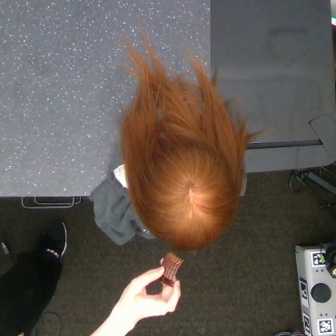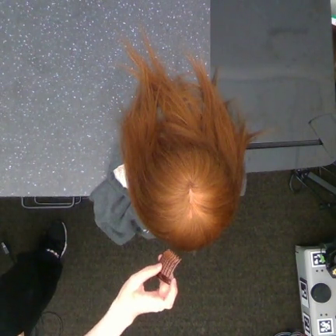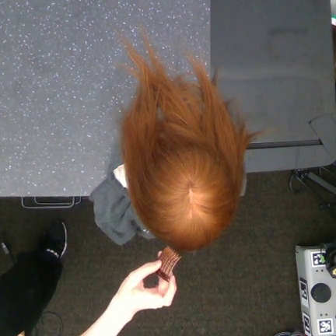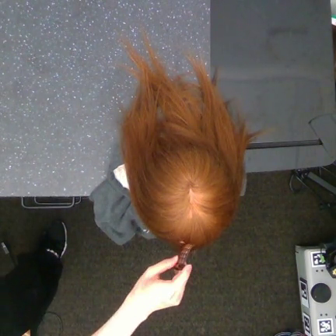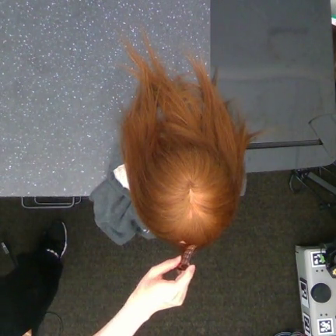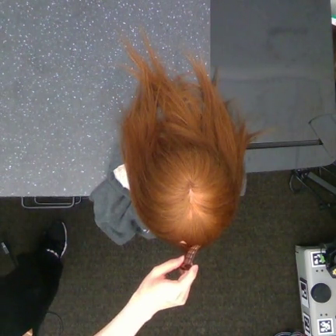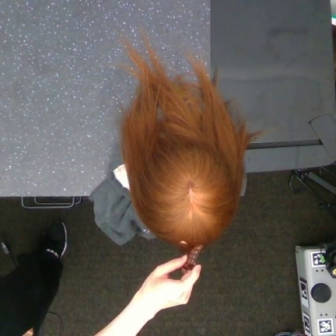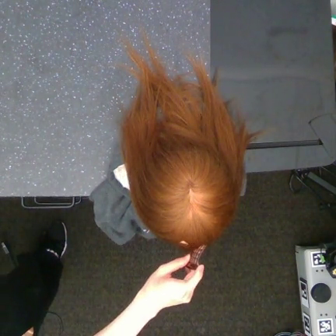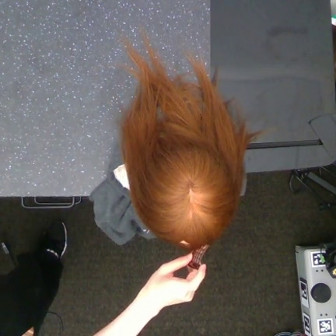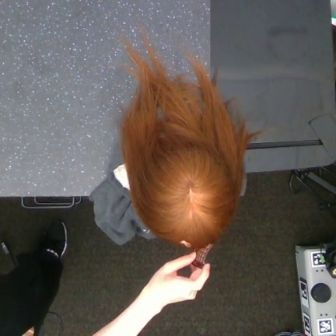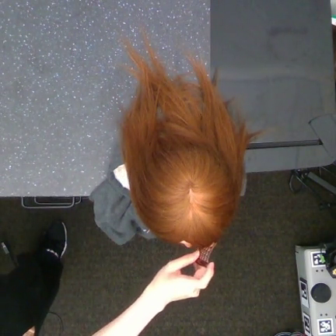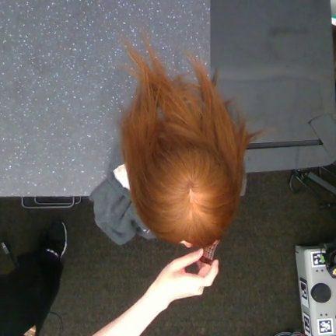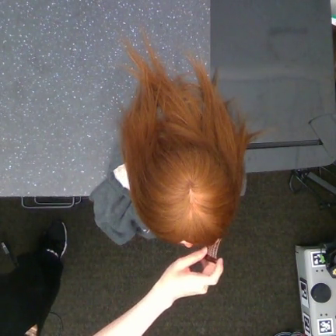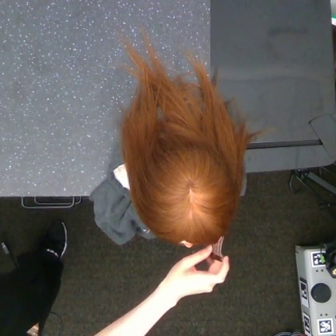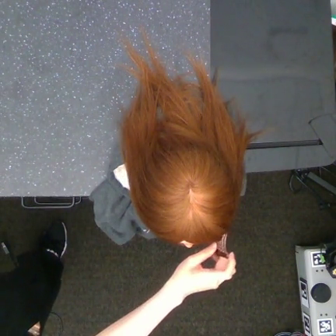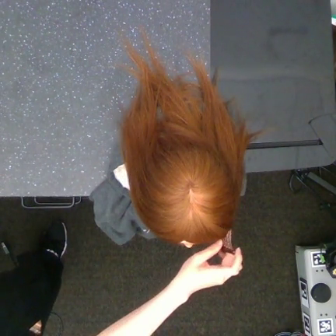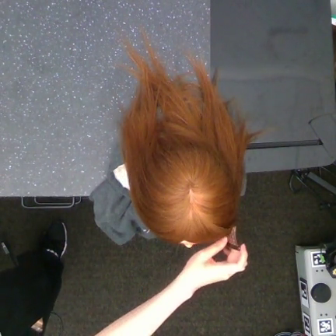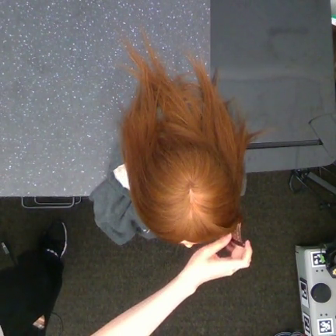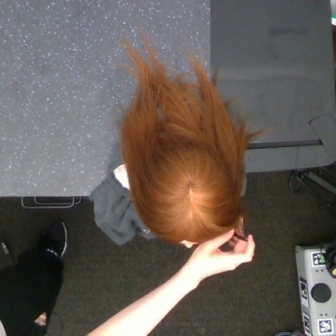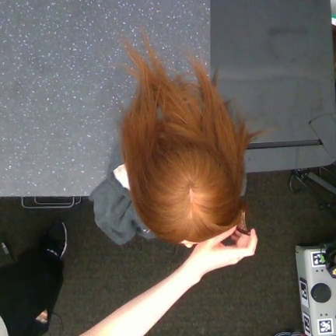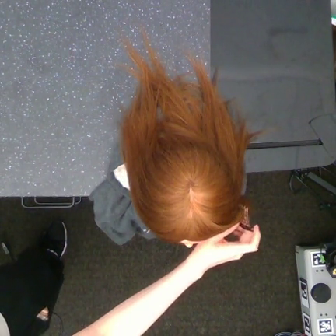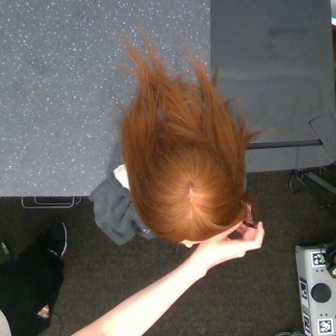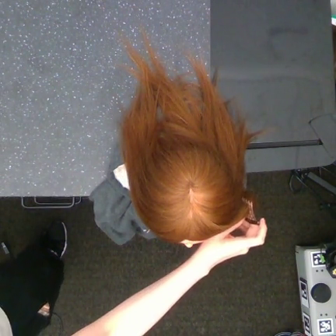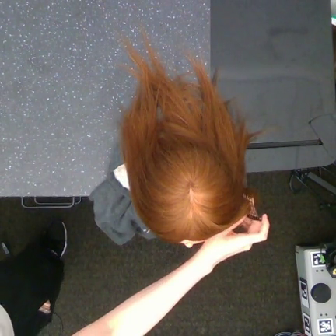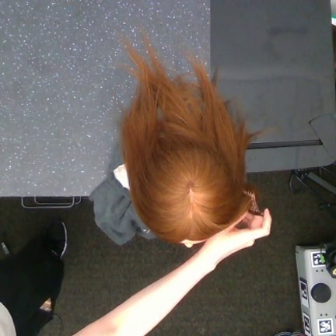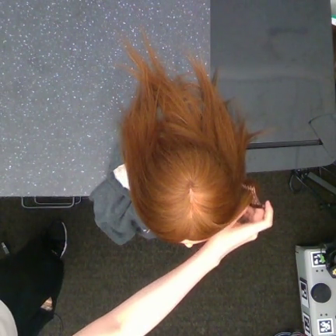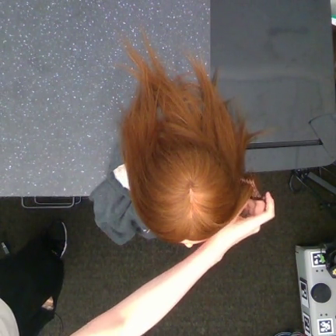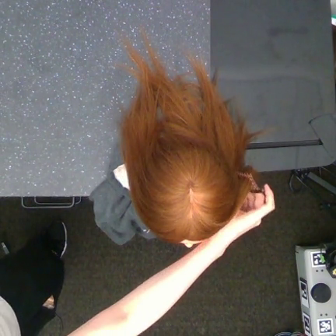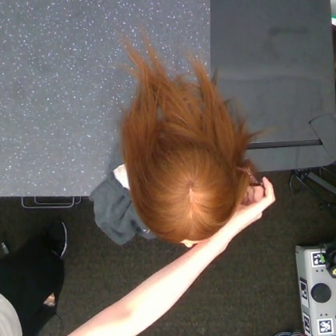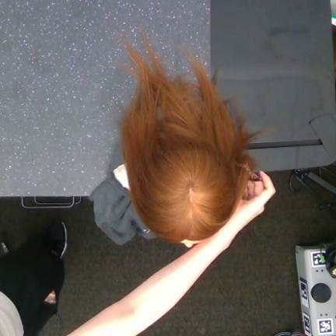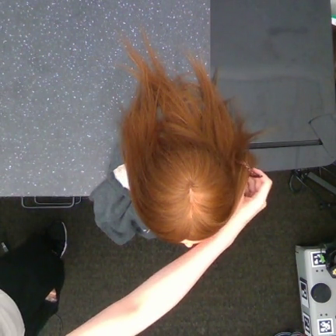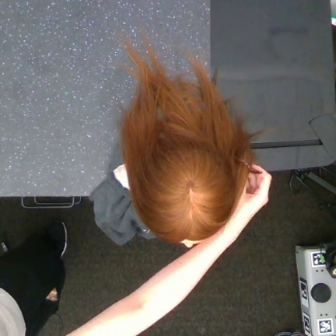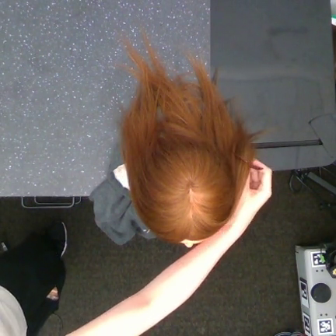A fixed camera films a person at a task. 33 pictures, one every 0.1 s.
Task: tidy front hair.
0.0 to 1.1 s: The hand goes to the right and upward.
1.1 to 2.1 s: The hand goes to the right and upward.
2.1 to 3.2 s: The hand goes upward.
